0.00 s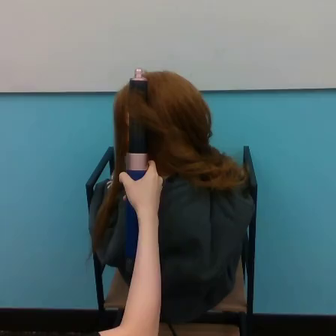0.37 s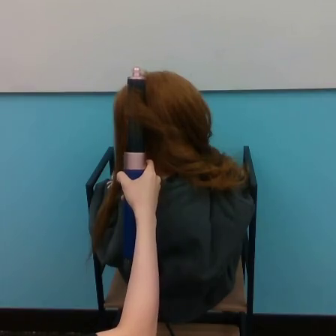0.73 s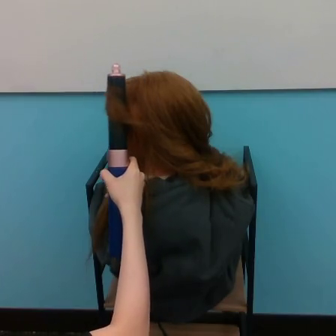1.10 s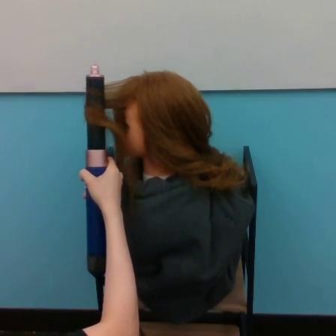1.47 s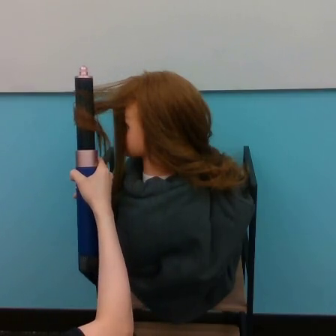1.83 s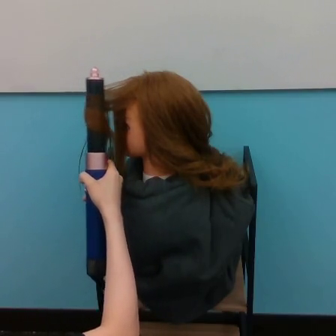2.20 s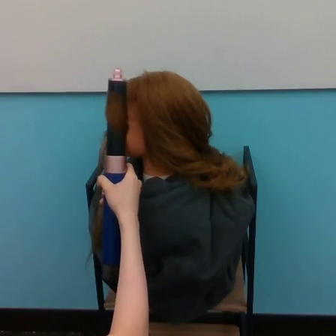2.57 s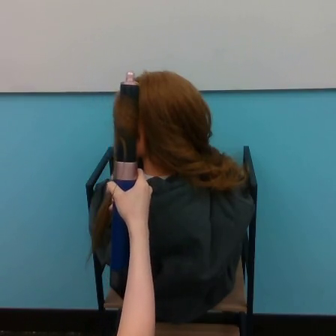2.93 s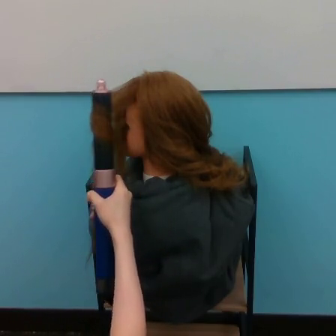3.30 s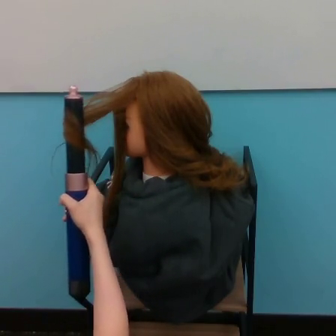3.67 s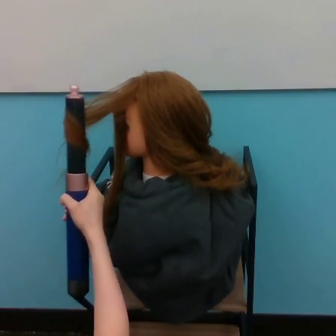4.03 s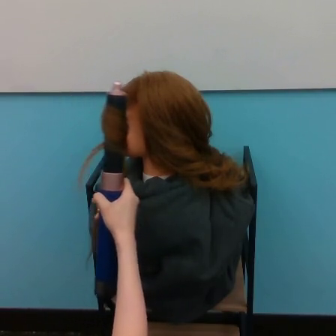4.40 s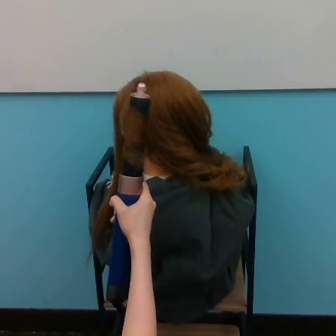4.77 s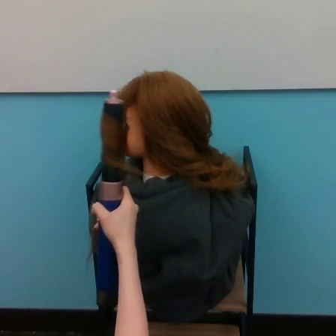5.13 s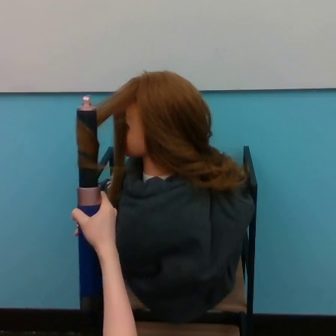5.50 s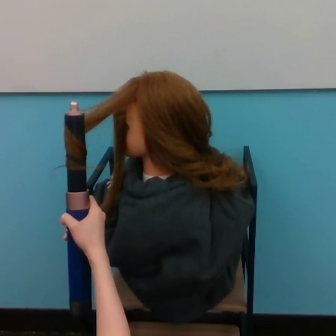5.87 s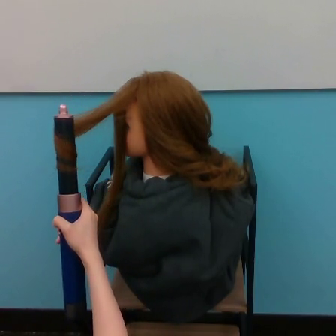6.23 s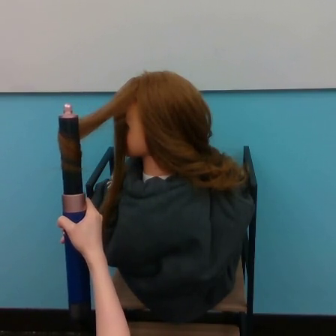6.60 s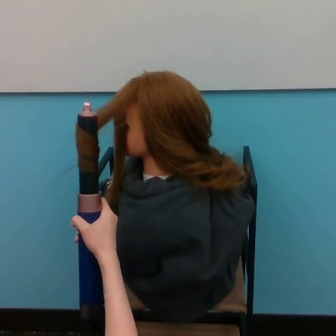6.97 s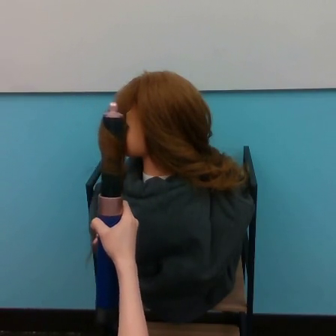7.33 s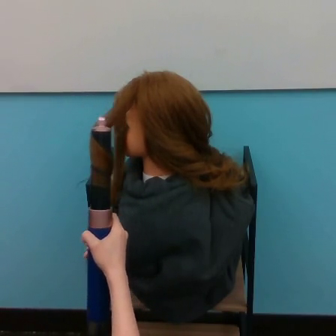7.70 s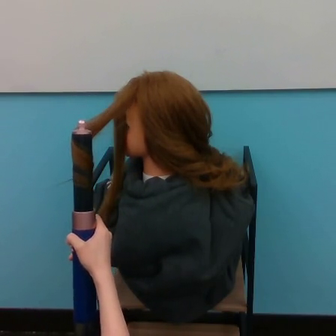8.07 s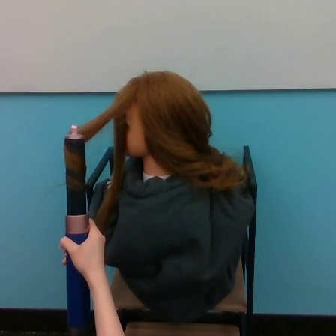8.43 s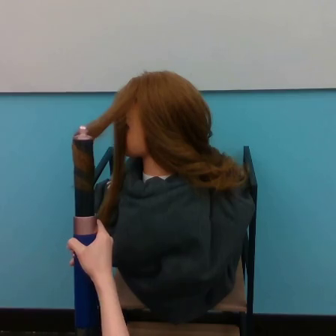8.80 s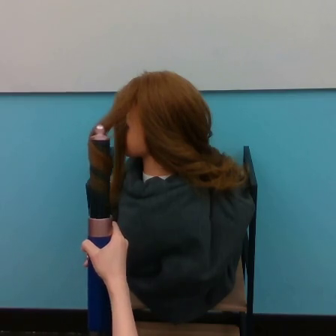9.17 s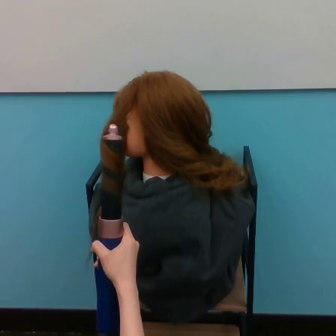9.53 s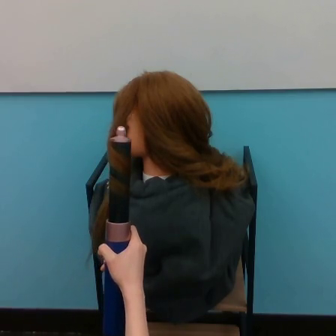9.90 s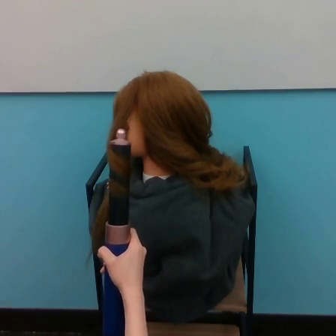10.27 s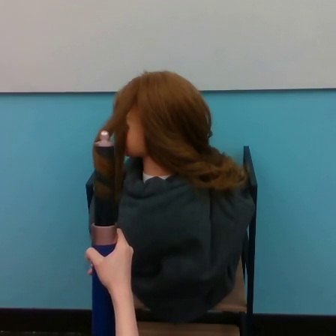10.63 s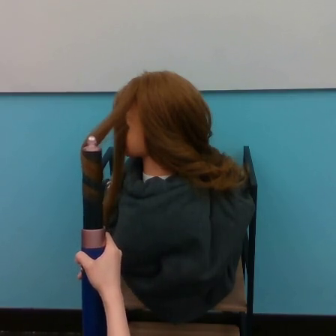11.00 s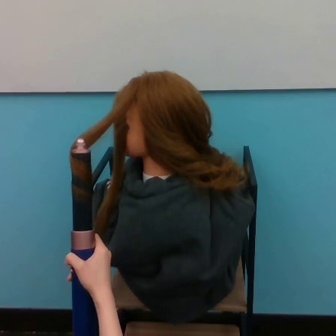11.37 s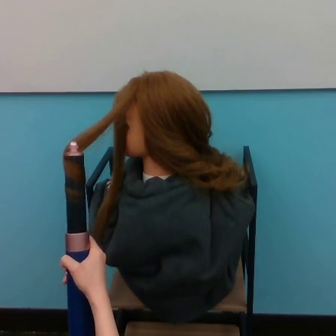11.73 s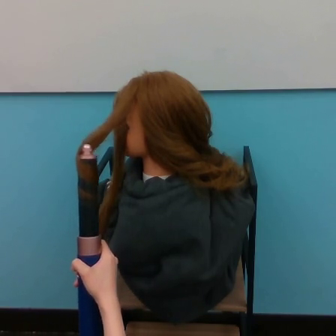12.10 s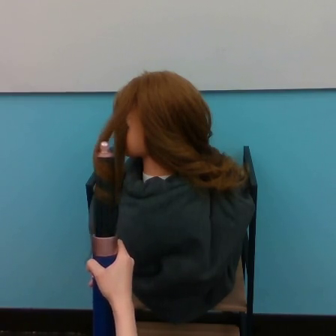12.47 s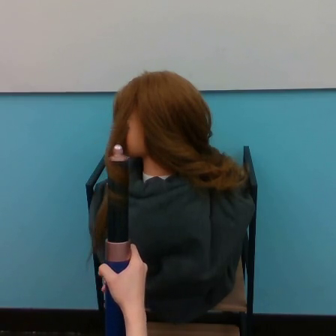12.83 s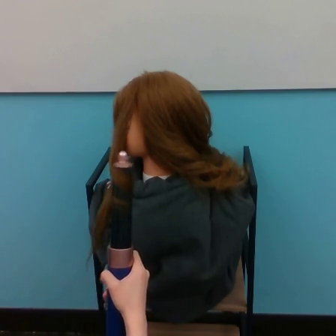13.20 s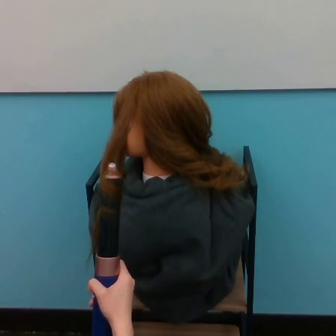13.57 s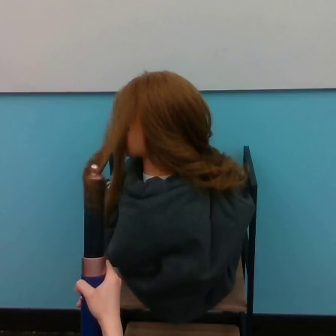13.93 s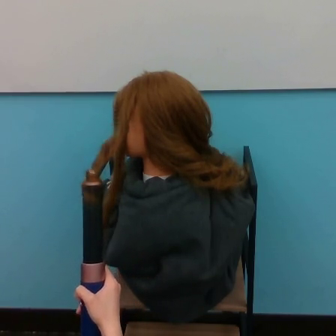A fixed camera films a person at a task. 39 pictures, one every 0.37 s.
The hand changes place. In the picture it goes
downward.
0.00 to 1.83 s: The hand goes to the left.
1.83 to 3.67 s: The hand goes to the right, then to the left.
3.67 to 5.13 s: The hand goes to the right, then to the left.
5.13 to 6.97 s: The hand goes to the right.
6.97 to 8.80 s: The hand goes to the left and downward, then to the right.
8.80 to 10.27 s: The hand goes to the right, then to the left.
10.27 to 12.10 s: The hand goes to the left, then to the right.
12.10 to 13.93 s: The hand goes downward.
Task: curl hair.
Motion: move downward, making horizontal oscillations to the left and to the right.
